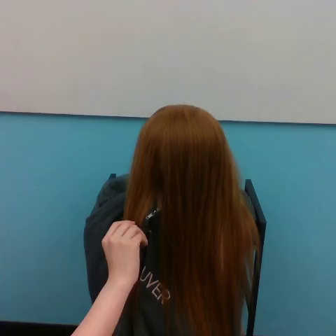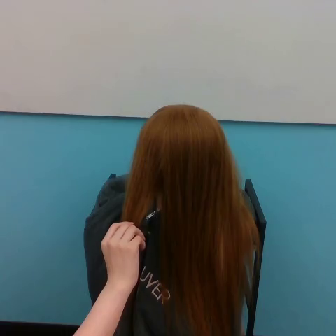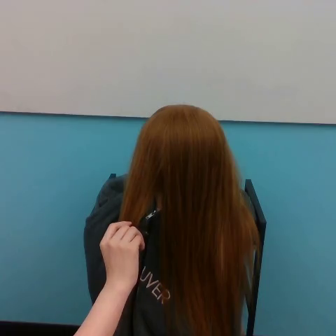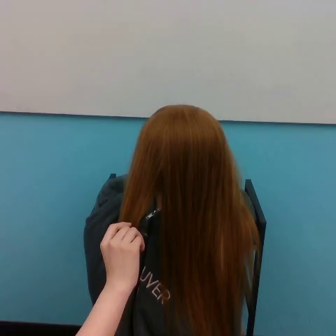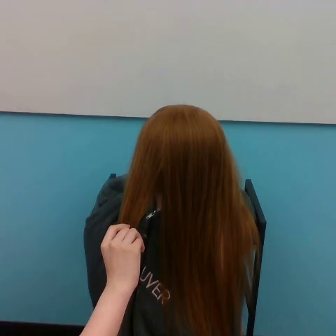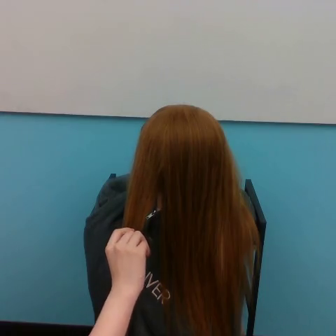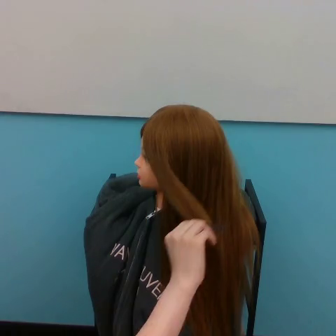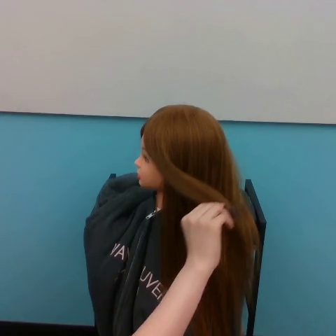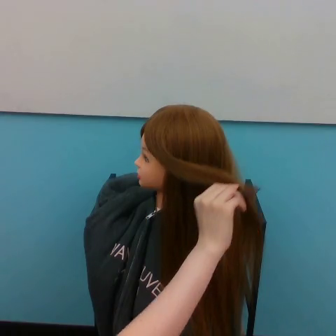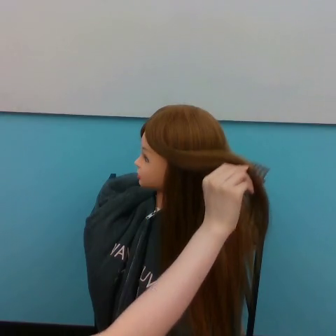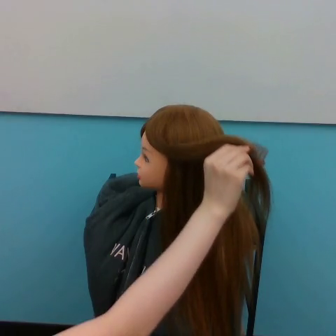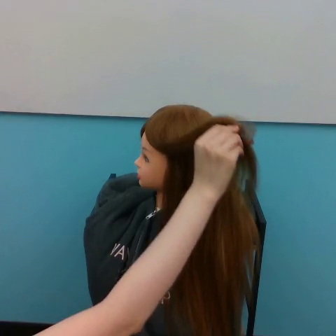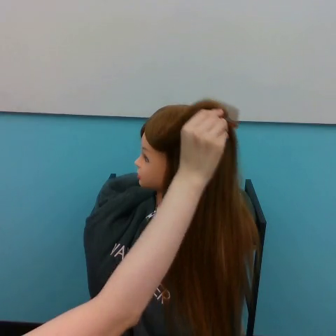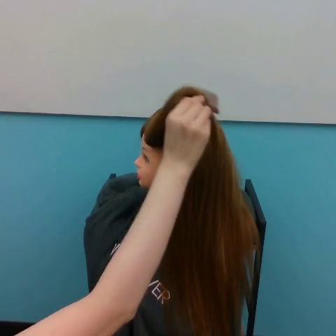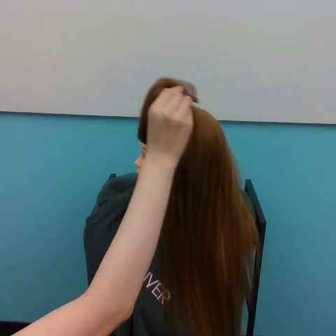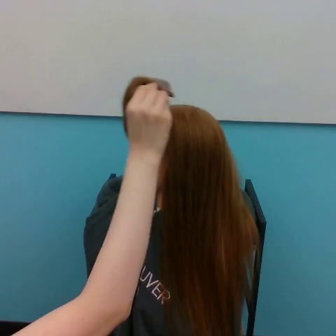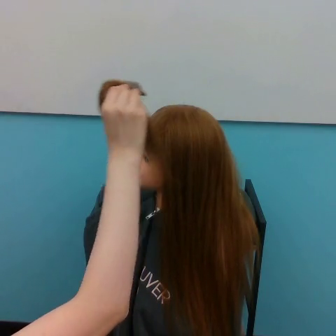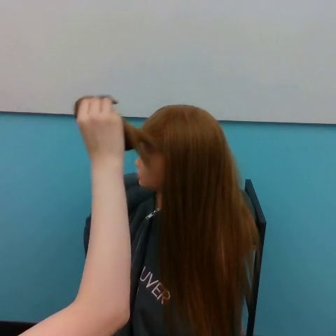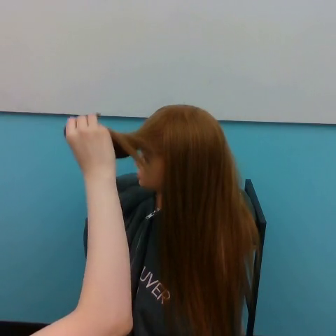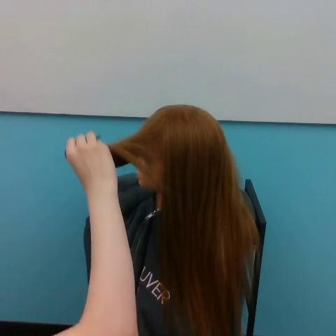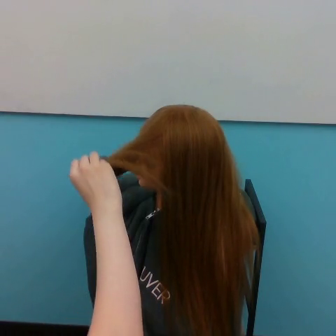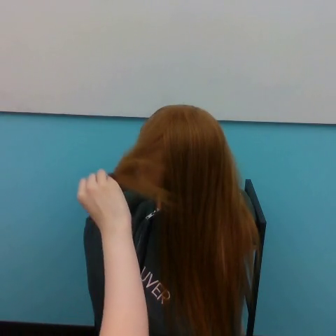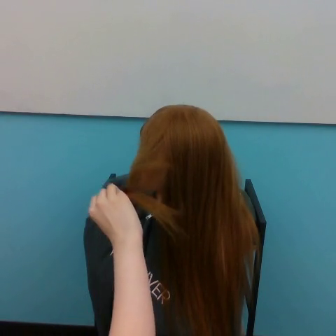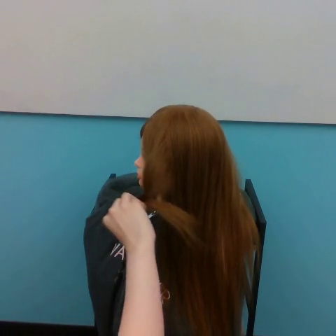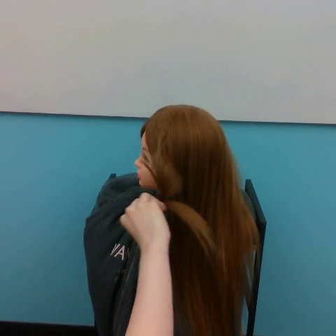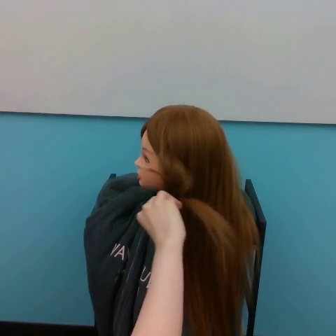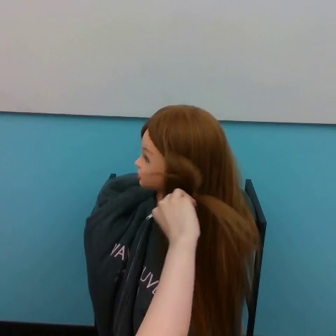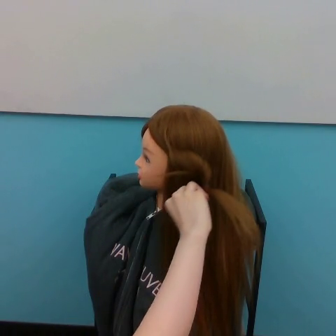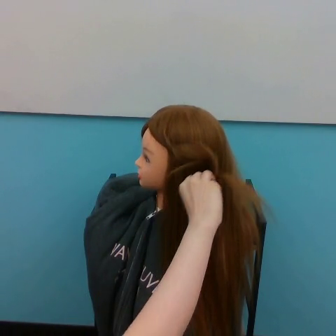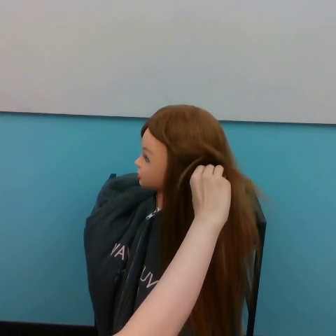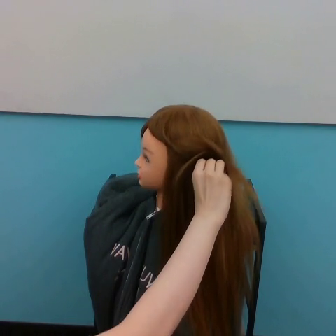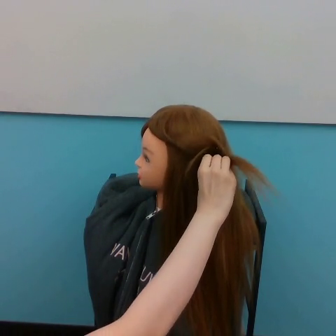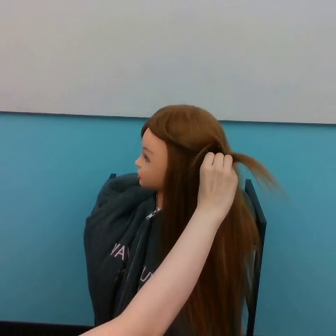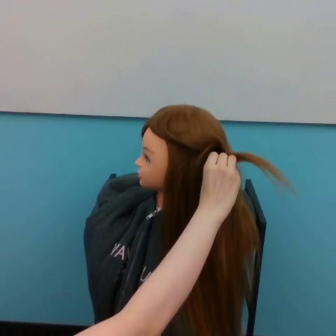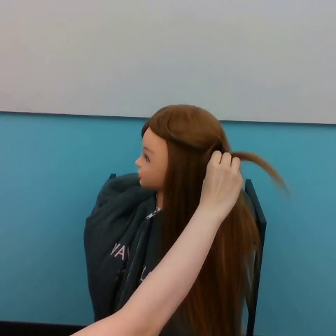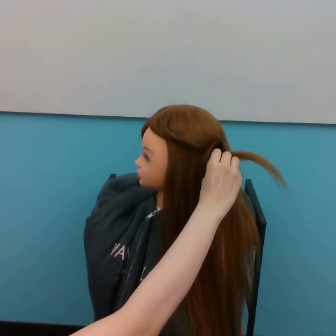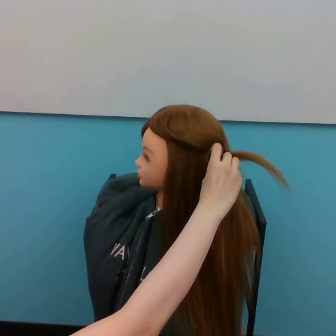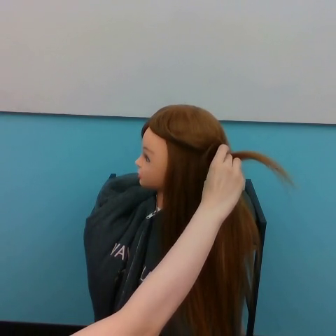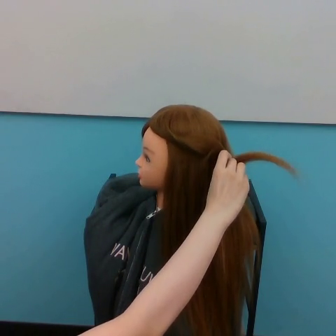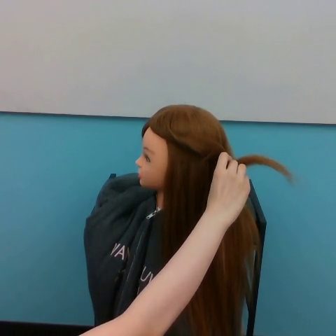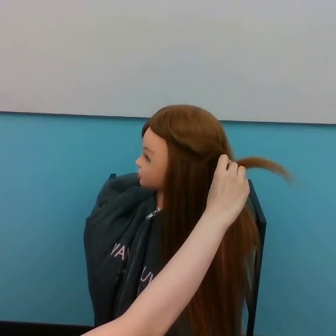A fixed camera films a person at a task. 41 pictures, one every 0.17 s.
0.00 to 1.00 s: The hand goes to the right.
1.00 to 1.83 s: The hand goes upward.
1.83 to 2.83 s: The hand goes to the left.
2.83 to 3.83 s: The hand goes downward, on a counterclockwise arc.
3.83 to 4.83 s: The hand goes to the right.
4.83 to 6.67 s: The hand goes to the right, on a clockwise arc.
In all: It circles counterclockwise, turning through about 360 degrees.
Task: tidy side hair.
Motion: make a circular motion counter-clockwise.
